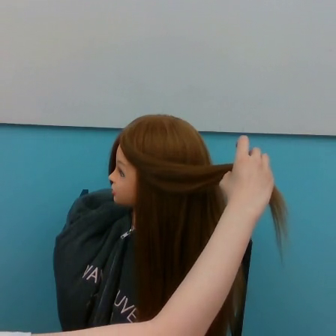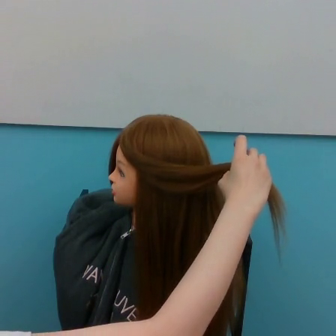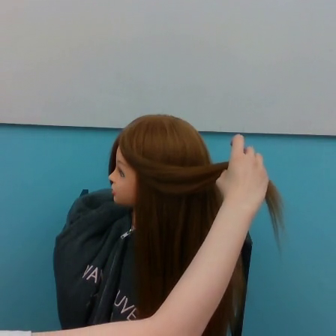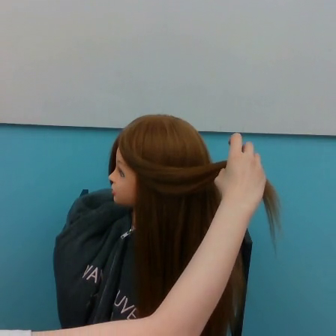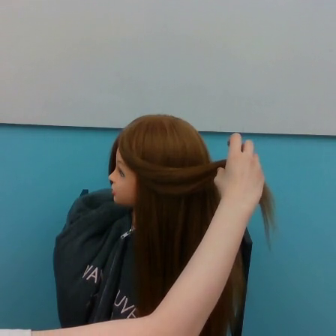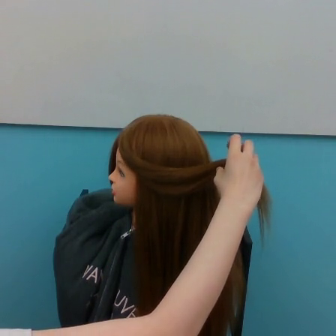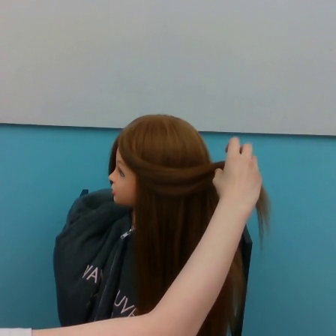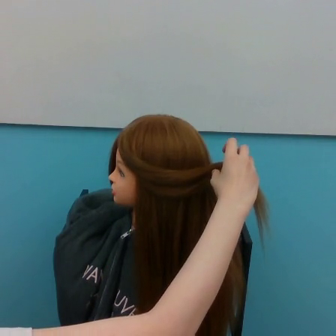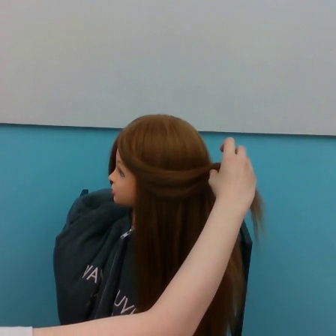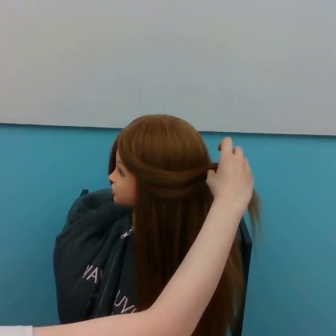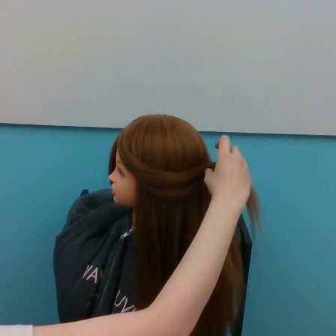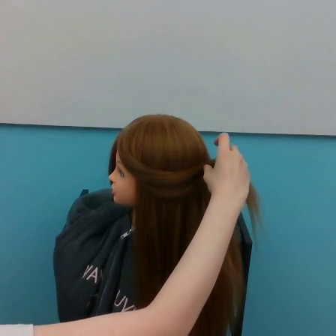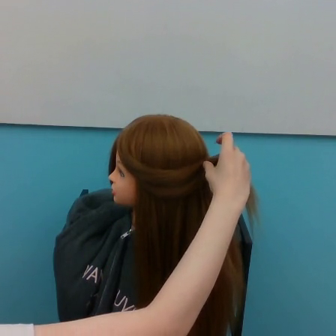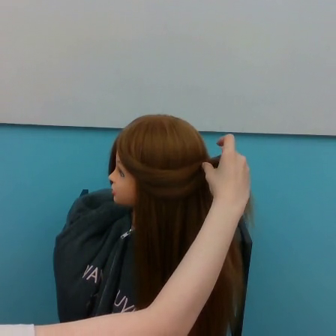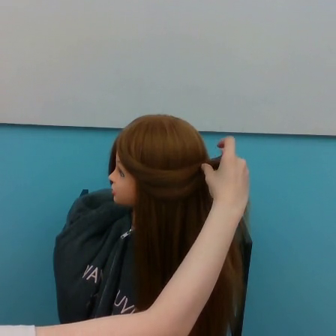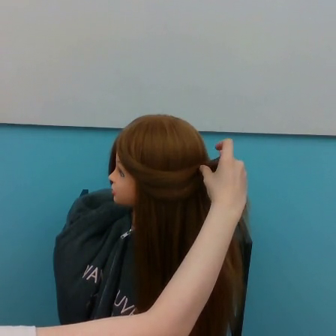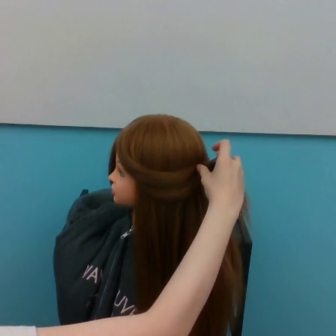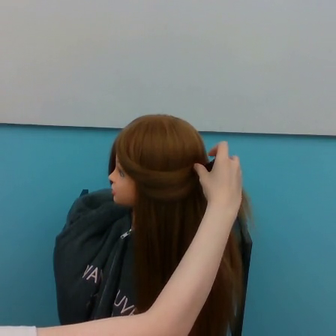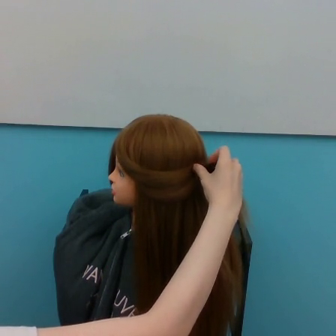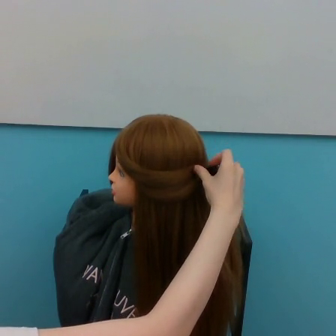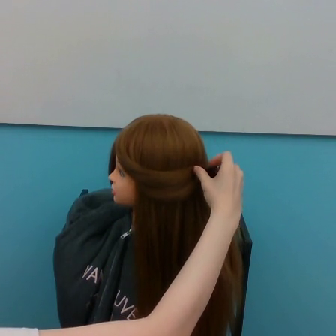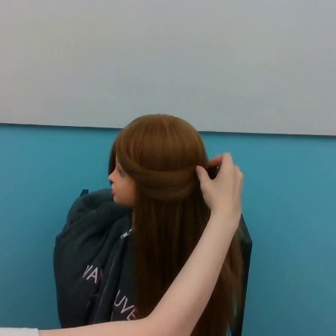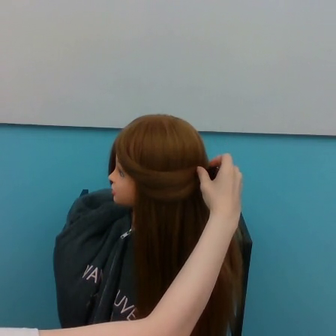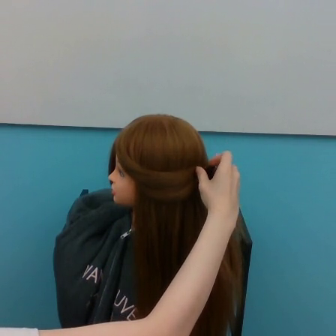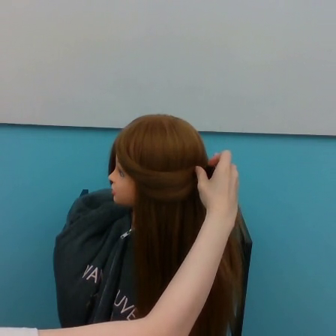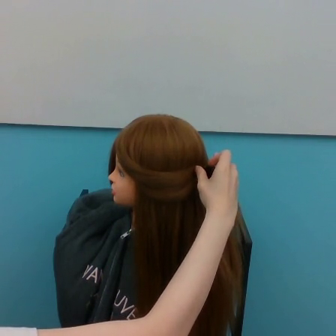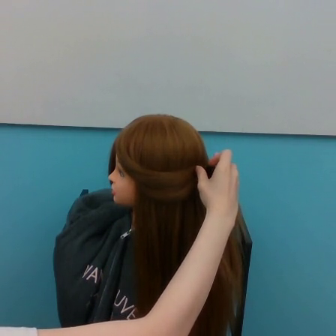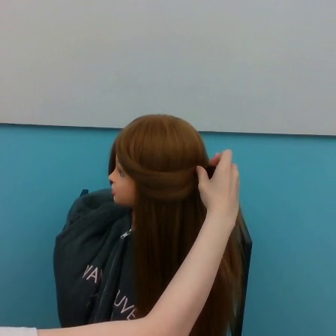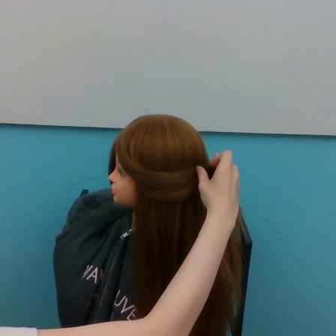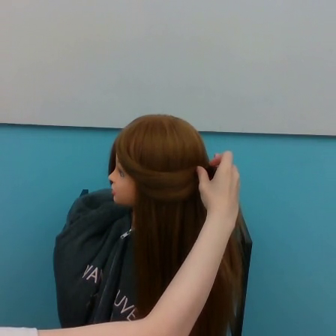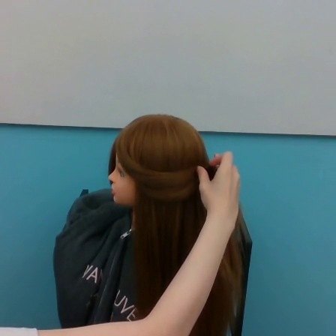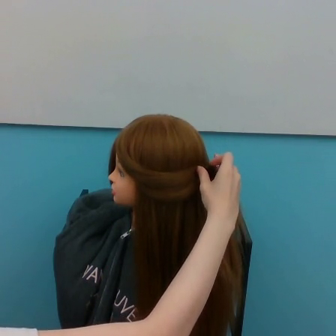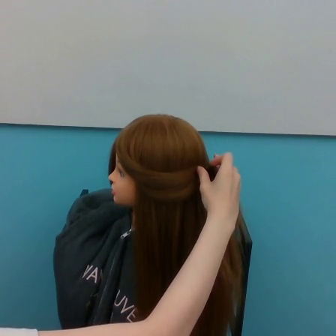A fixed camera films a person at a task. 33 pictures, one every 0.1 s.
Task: tidy side hair.
0.0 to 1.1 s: The hand goes to the left.
1.1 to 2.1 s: The hand goes downward.
2.1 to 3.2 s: The hand stays where it is.
